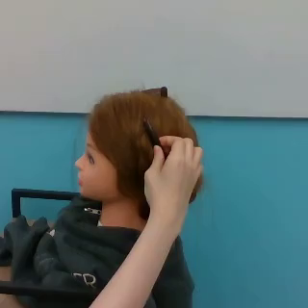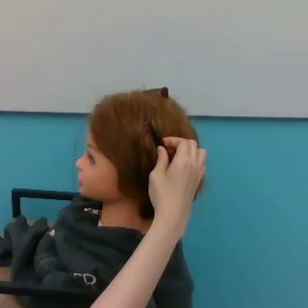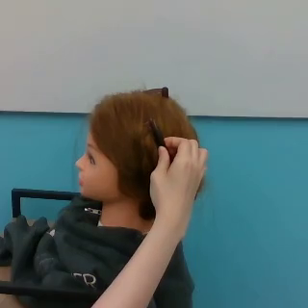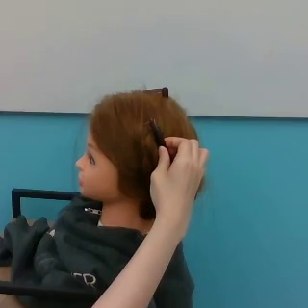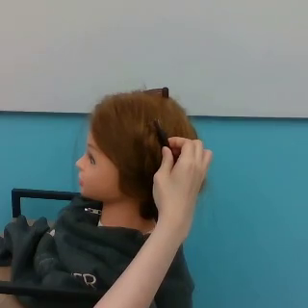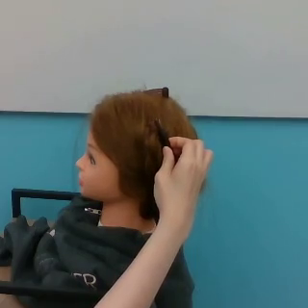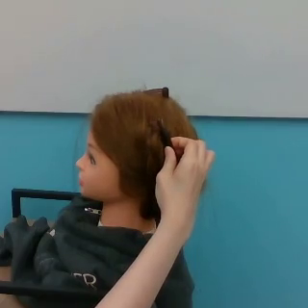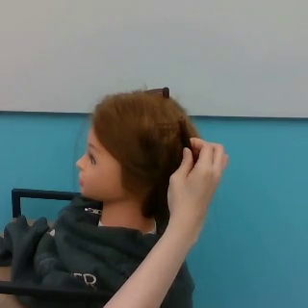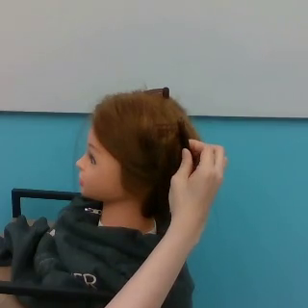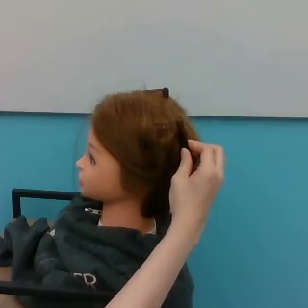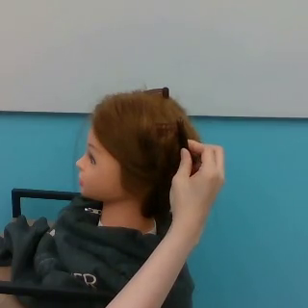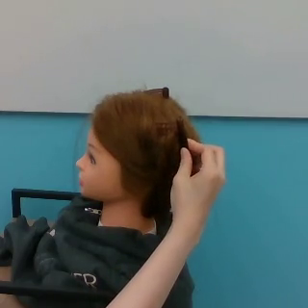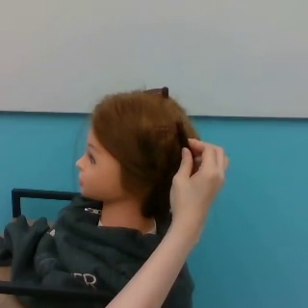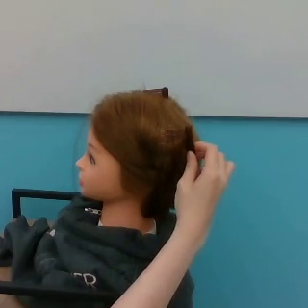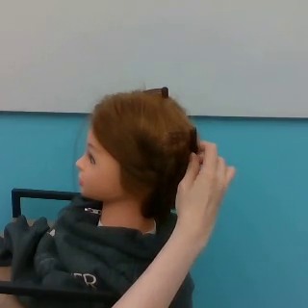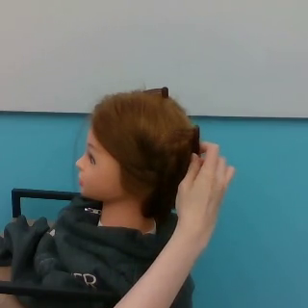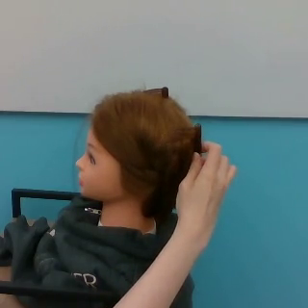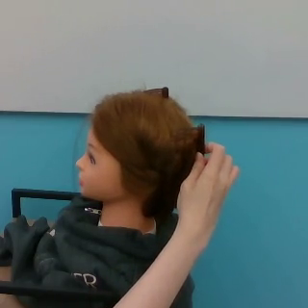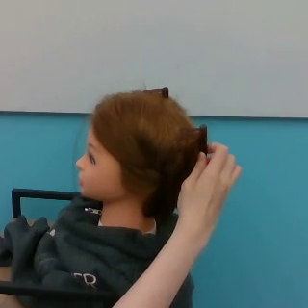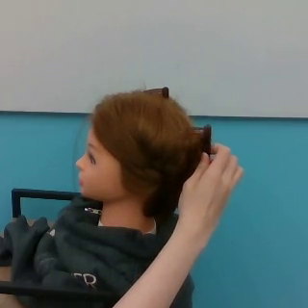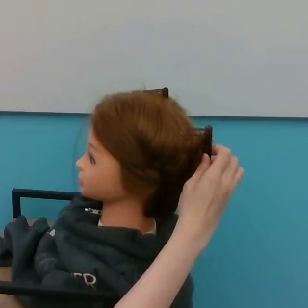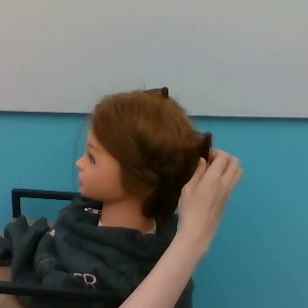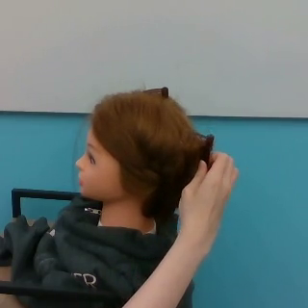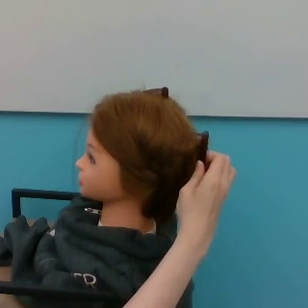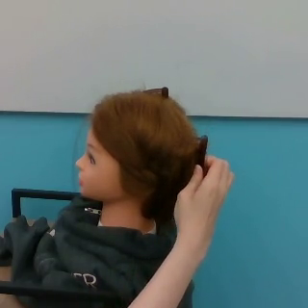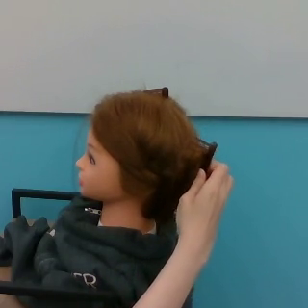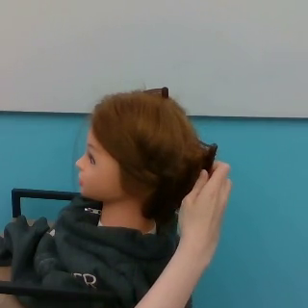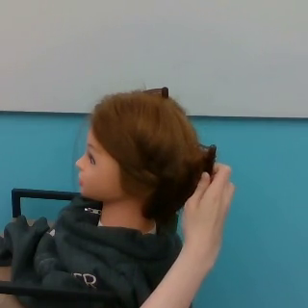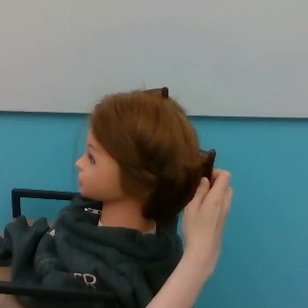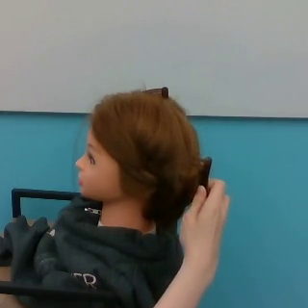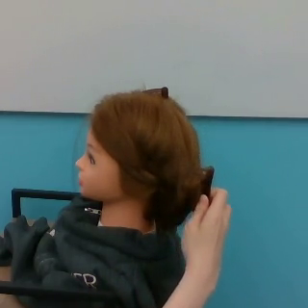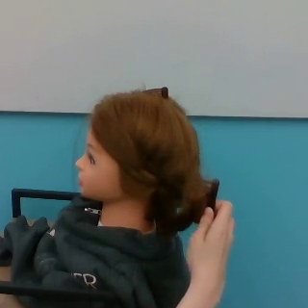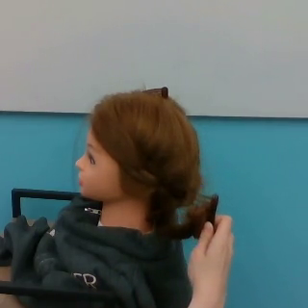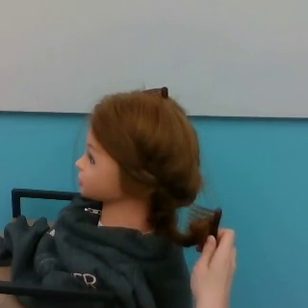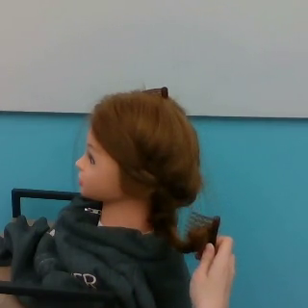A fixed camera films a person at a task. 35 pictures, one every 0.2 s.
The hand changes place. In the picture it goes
downward.
0.0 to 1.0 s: The hand moves only a little.
1.0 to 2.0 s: The hand goes to the right.
2.0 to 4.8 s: The hand goes to the right.
4.8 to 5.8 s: The hand goes downward.
5.8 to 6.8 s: The hand goes downward.
Task: take down hairstyle.
Motion: move to the right shortly and move downward.
